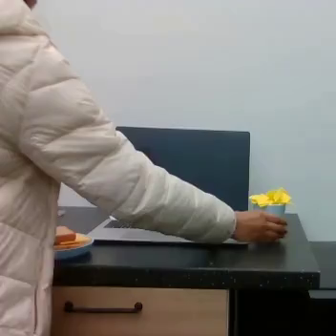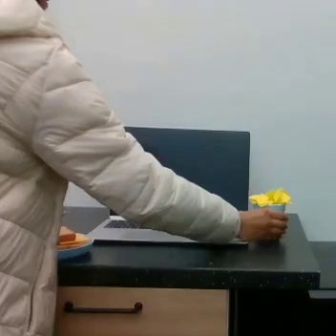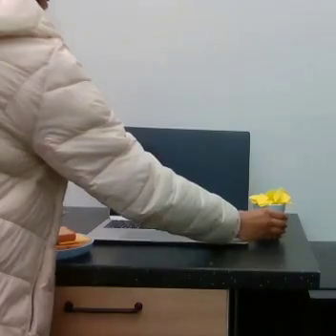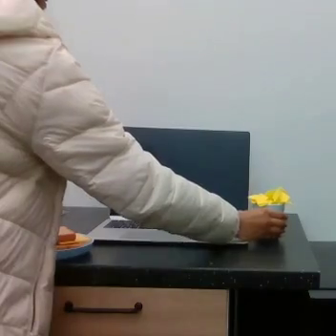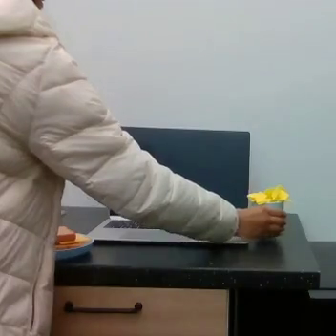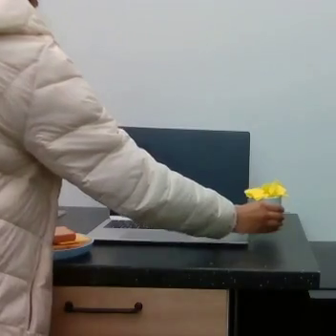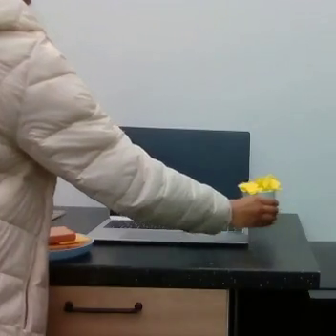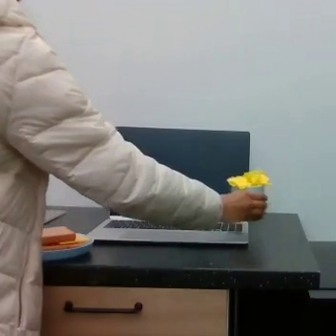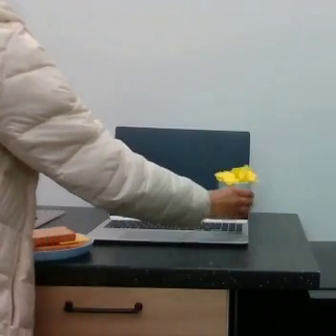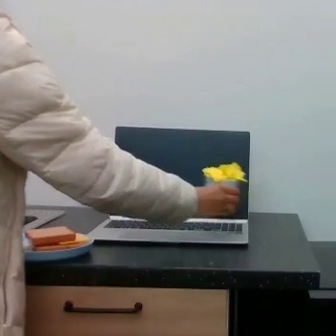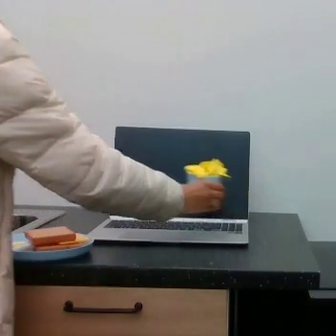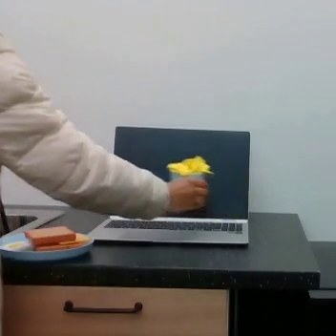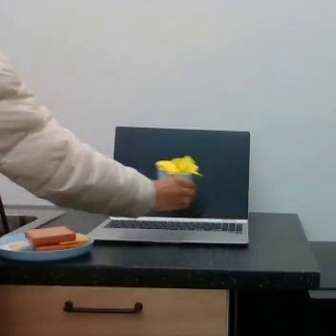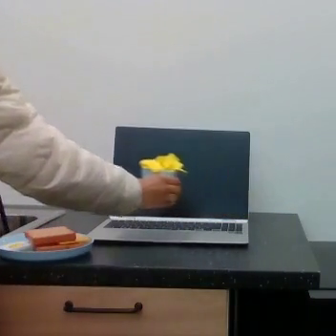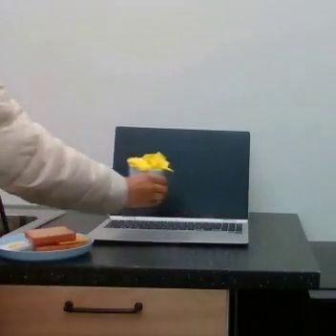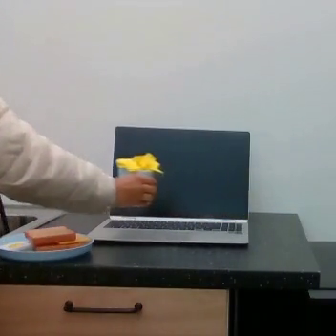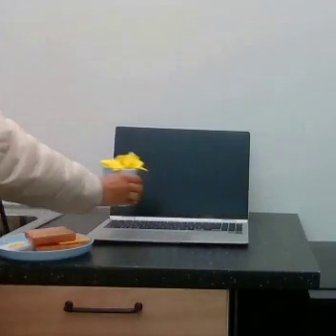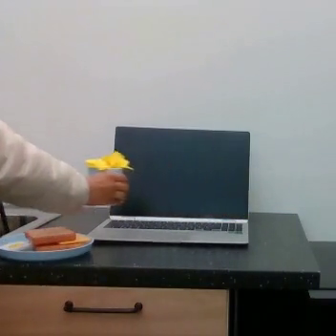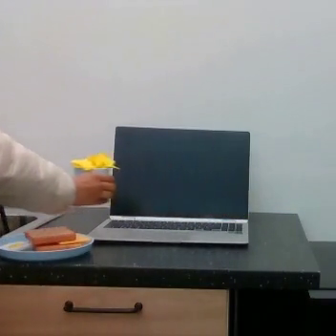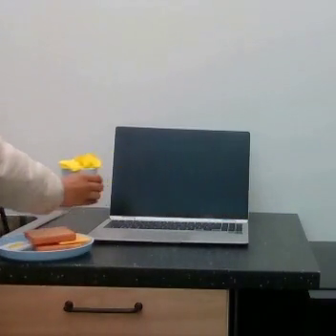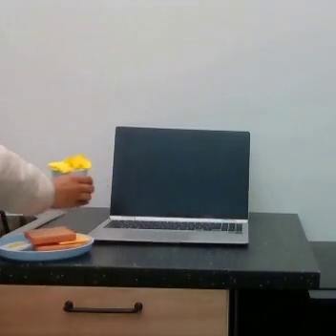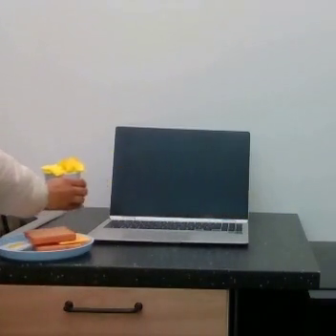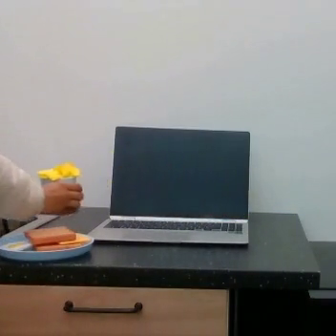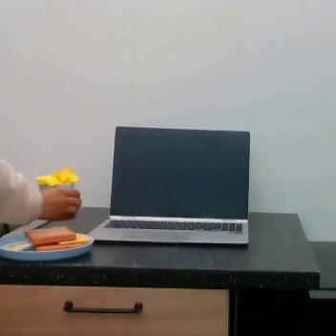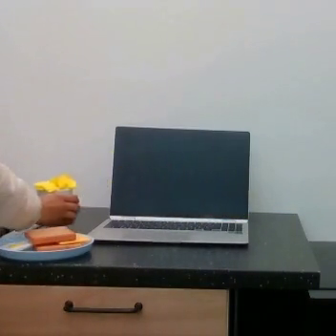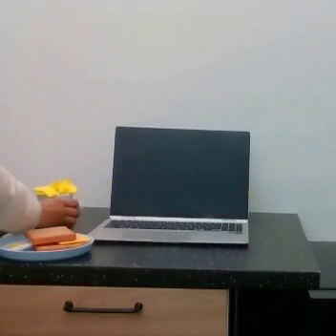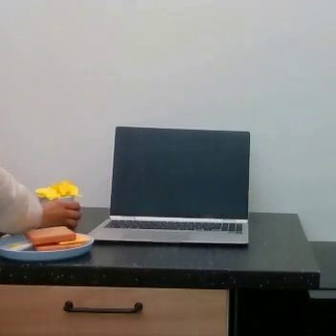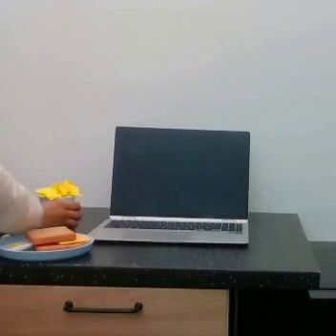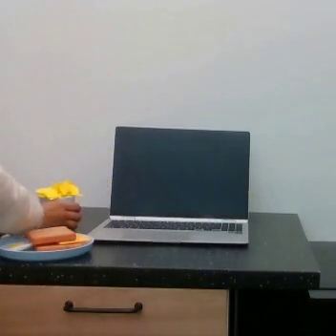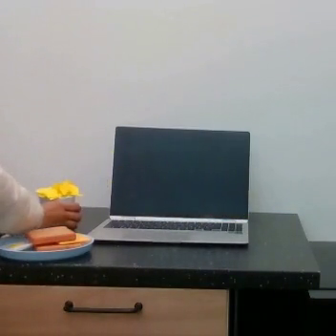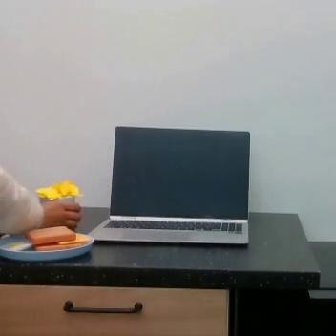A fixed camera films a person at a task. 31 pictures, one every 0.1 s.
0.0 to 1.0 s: The hand goes to the left and upward.
1.0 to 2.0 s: The hand goes to the left.
2.0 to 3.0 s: The hand goes downward, on a counterclockwise arc.
Task: pick up the cup and place it left to the laptop.
Motion: move to the left.
